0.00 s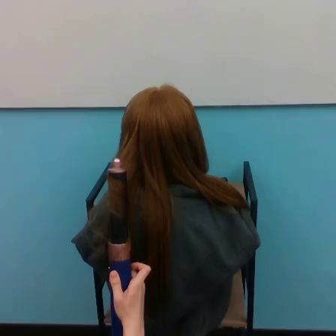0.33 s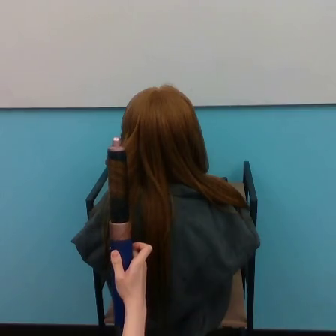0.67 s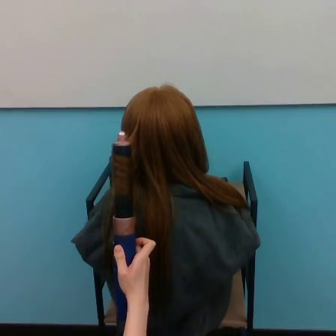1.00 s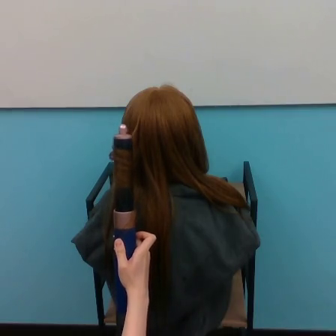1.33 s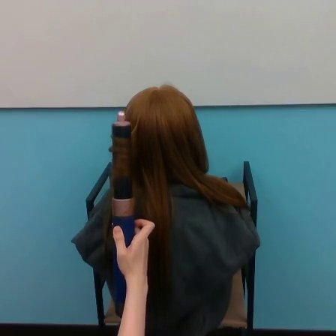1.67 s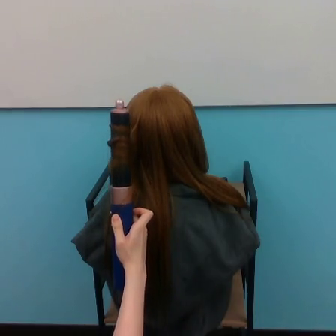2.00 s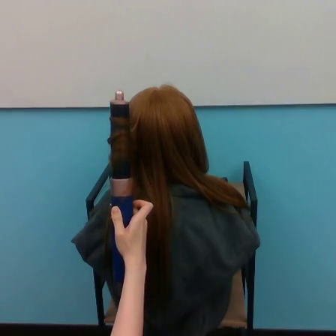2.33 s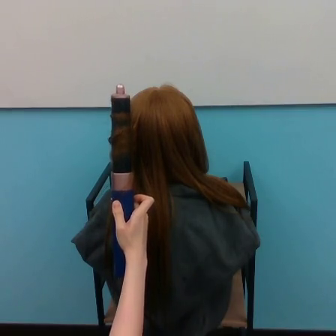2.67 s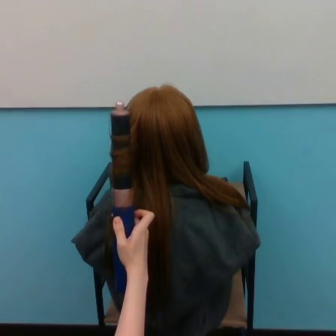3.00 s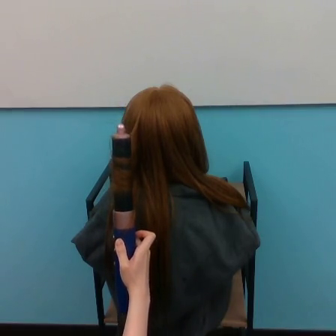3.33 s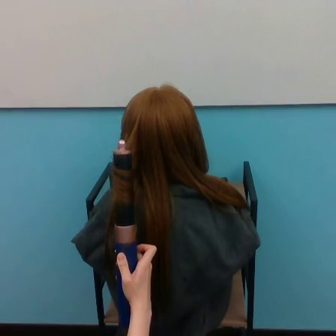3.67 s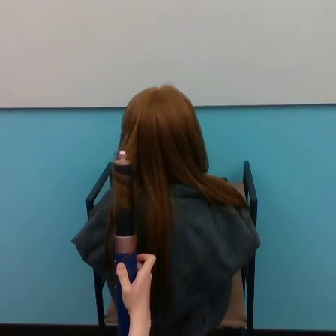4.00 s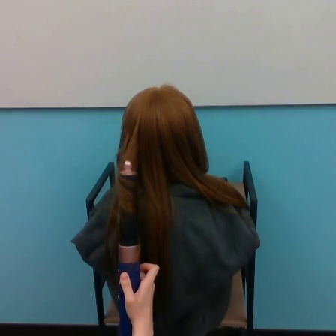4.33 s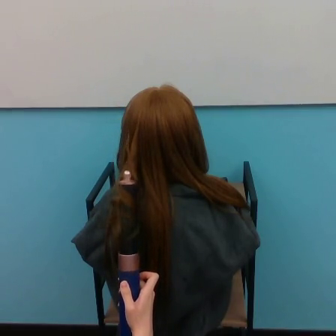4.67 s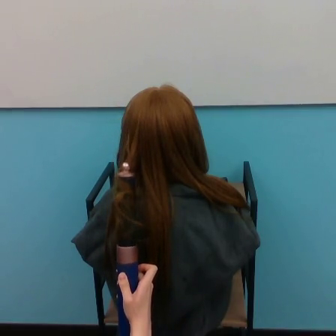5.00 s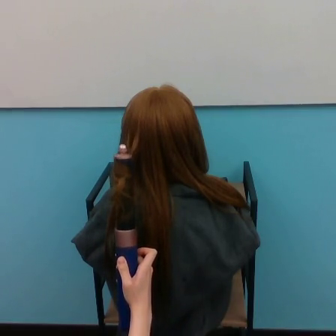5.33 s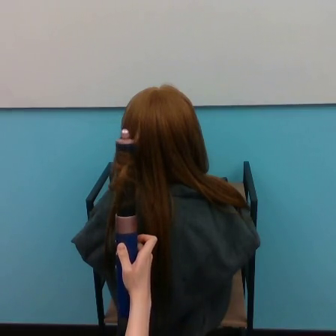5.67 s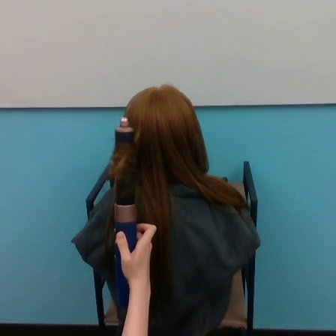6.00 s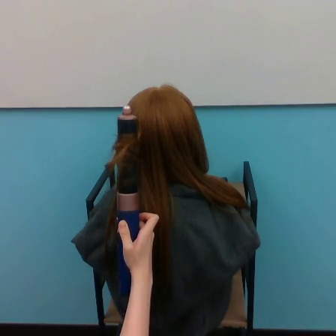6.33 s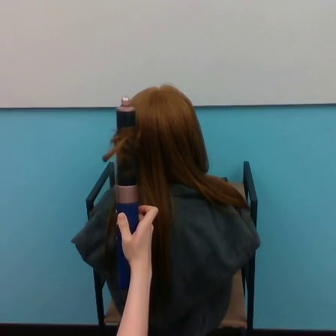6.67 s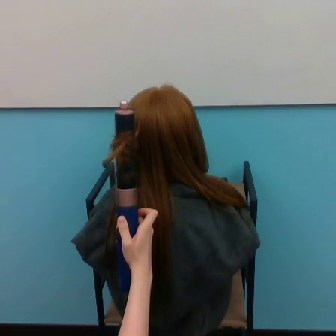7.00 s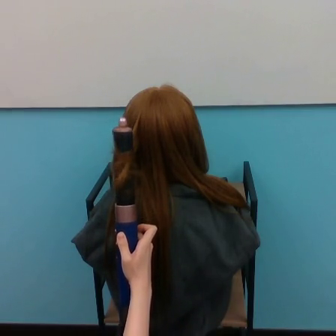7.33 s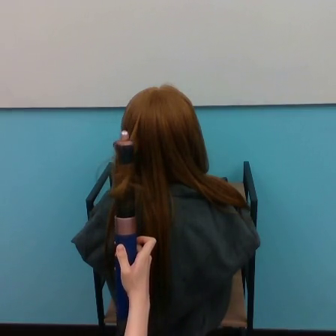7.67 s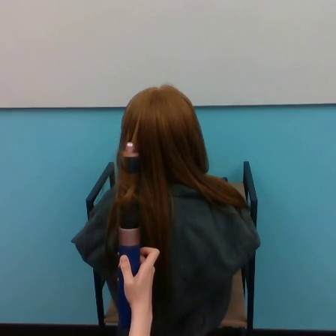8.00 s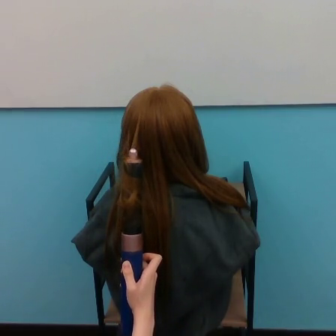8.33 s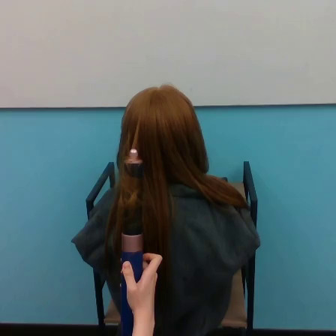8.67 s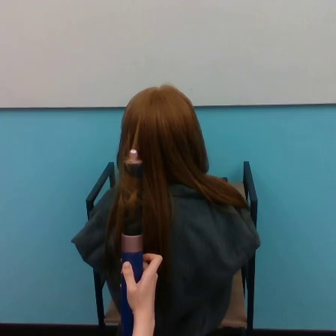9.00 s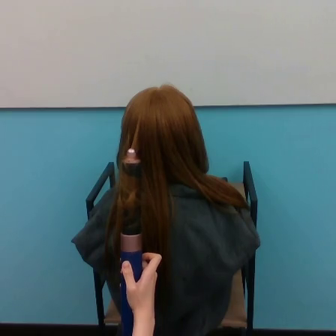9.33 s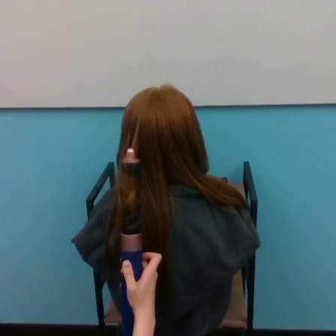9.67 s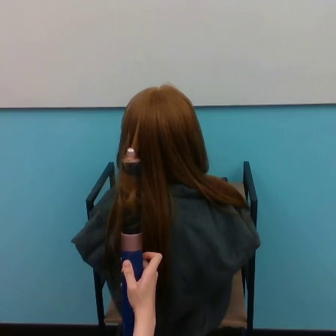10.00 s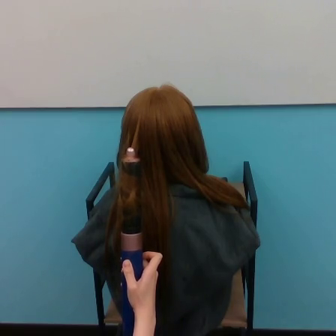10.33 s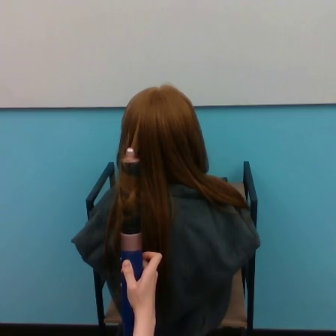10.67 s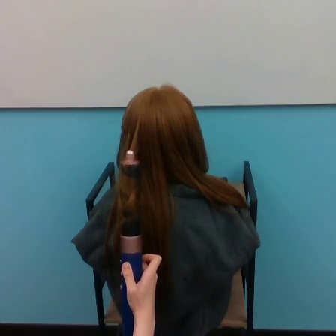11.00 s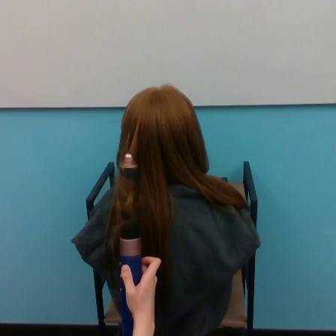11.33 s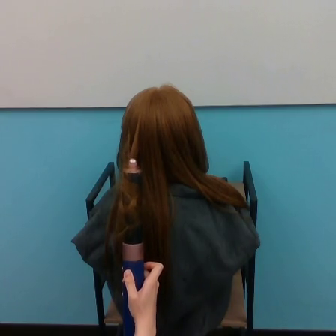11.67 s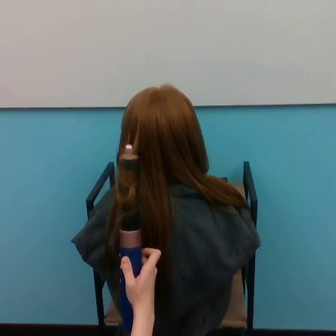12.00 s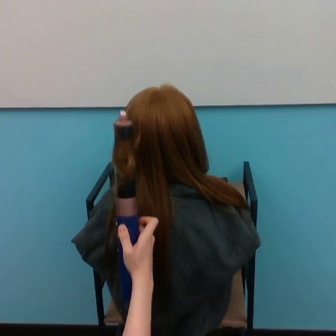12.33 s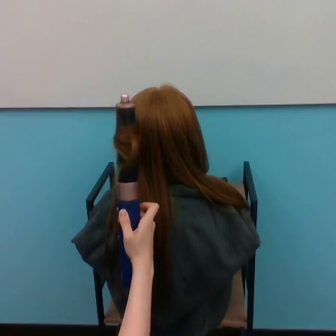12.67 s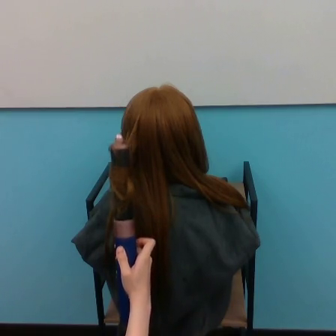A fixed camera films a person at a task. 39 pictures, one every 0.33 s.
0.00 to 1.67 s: The hand goes upward.
1.67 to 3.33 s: The hand goes downward.
3.33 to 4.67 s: The hand goes downward.
4.67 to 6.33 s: The hand goes upward.
6.33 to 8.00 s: The hand goes downward.
8.00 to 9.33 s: The hand stays where it is.
9.33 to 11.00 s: The hand moves only a little.
11.00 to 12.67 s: The hand goes upward, then downward.
Task: curl hair.
Motion: move up and down 3 times.
